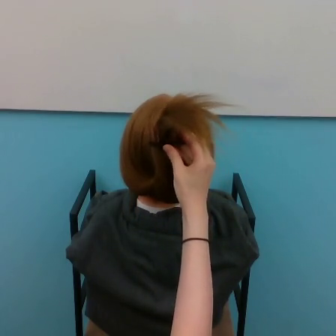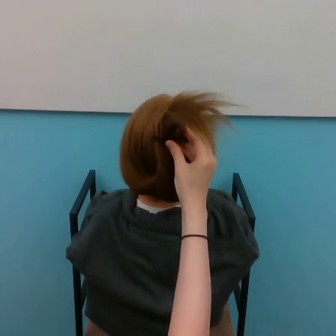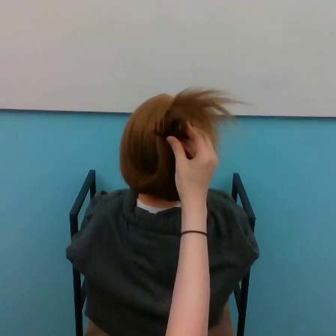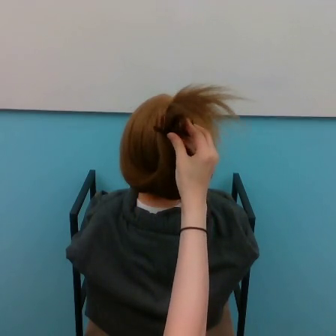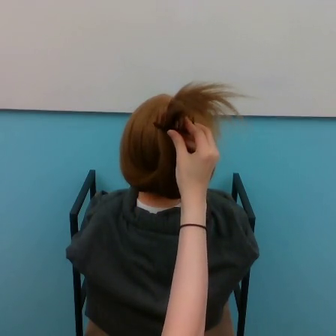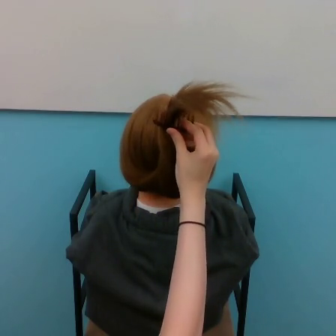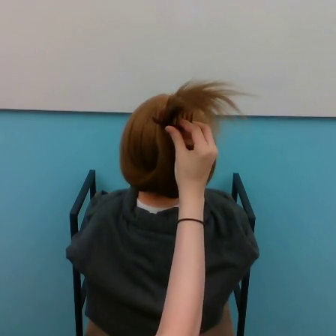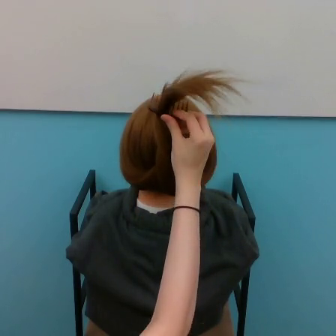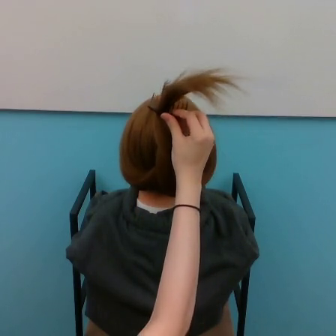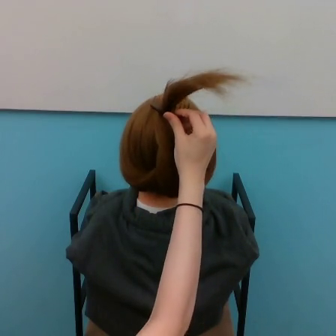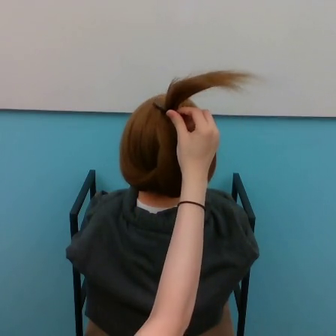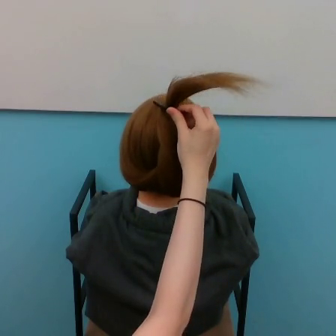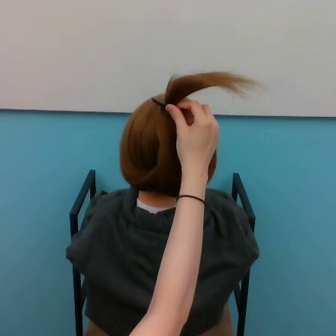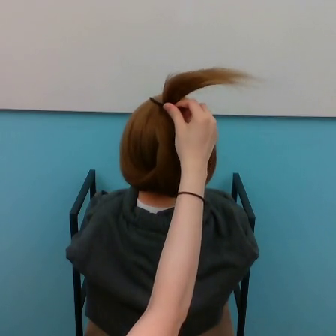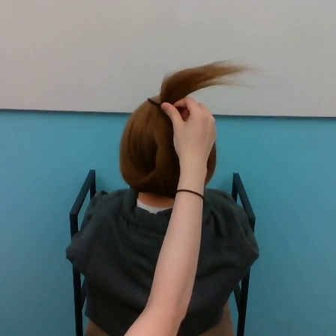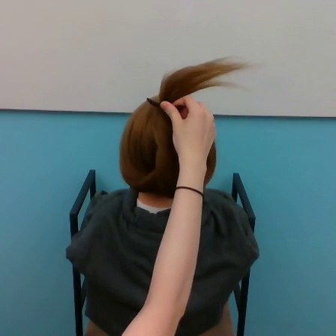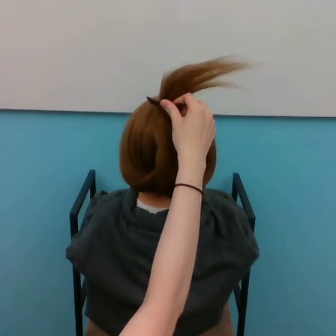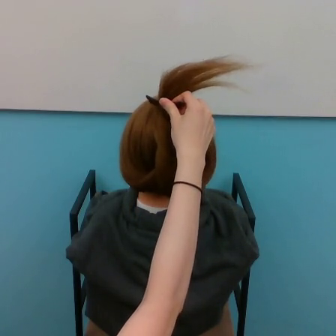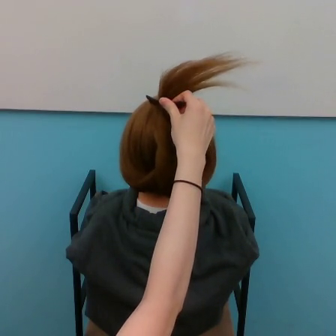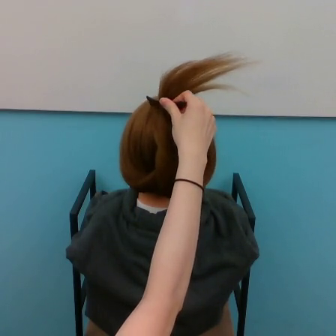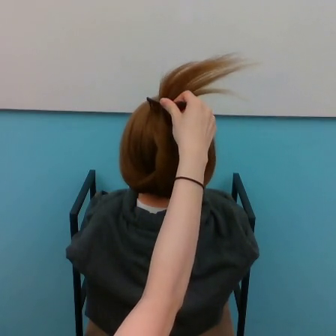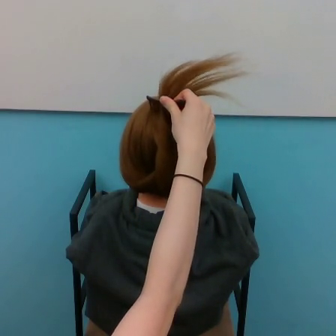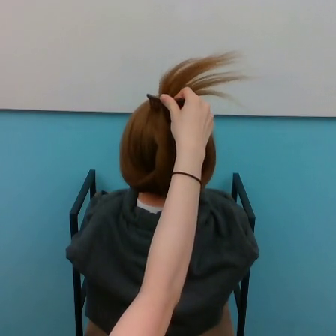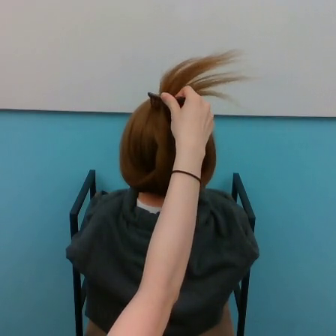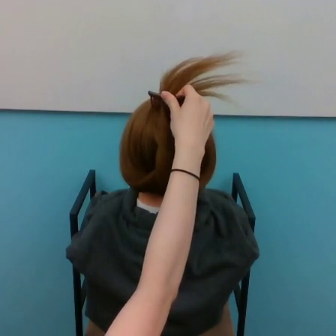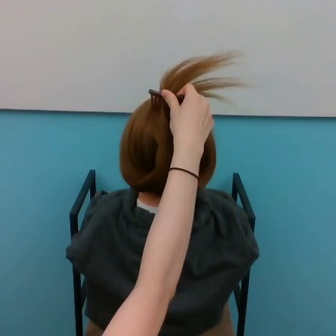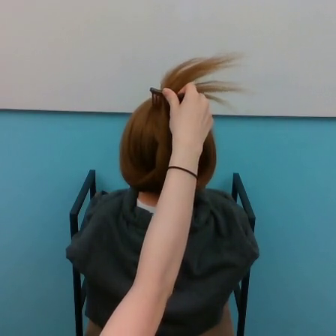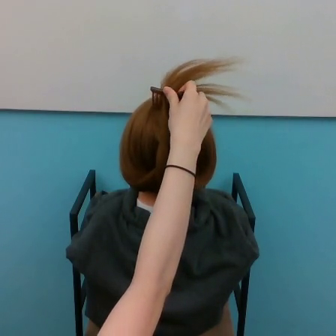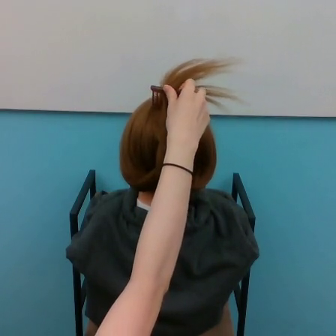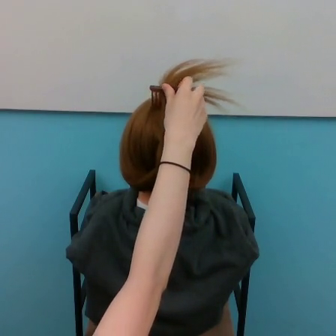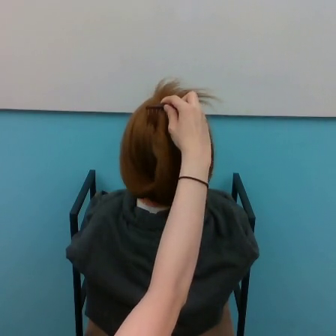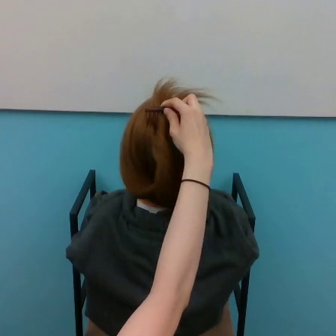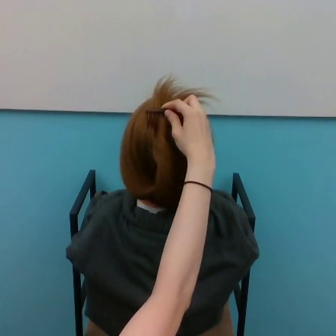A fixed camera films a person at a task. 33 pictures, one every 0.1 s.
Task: style hair.
0.0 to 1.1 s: The hand goes upward.
1.1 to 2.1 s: The hand goes upward.
2.1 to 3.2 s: The hand moves only a little.
